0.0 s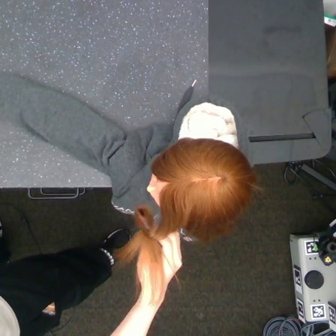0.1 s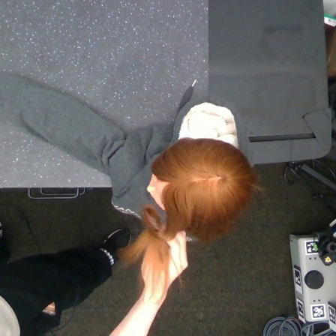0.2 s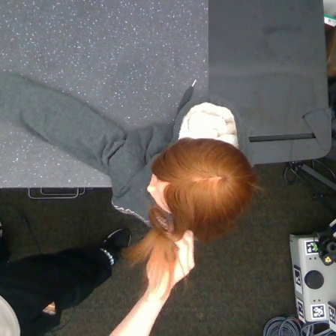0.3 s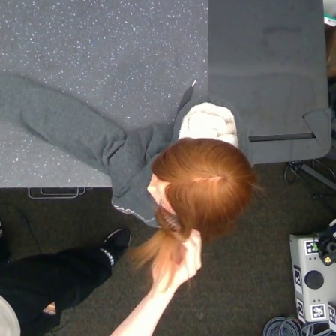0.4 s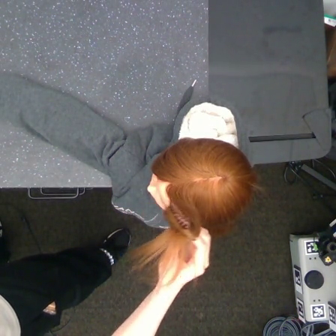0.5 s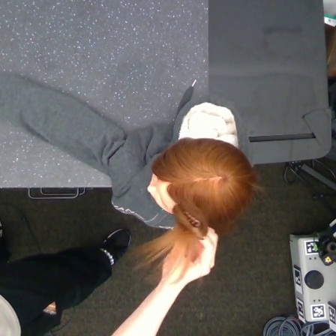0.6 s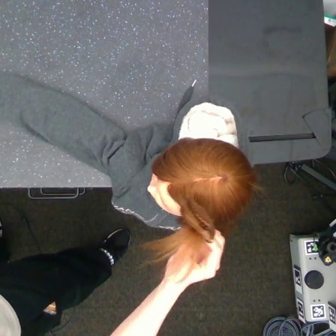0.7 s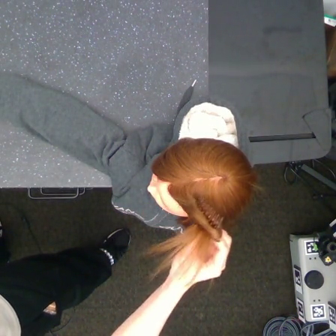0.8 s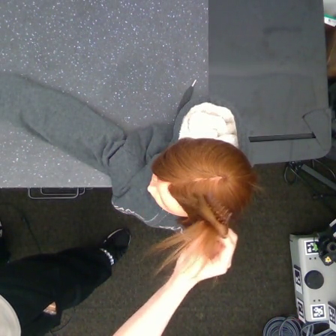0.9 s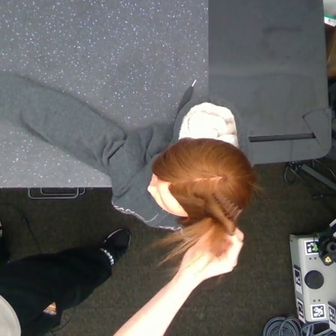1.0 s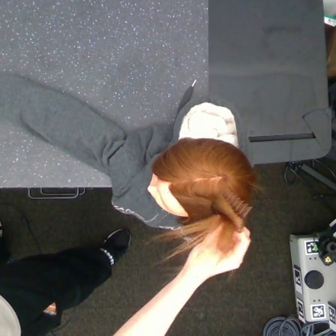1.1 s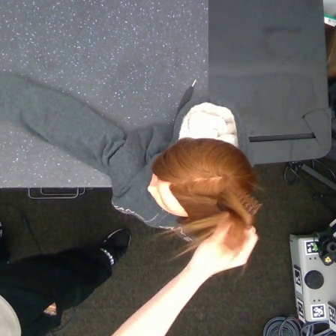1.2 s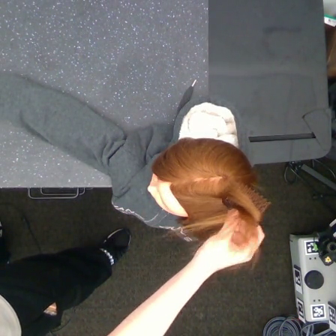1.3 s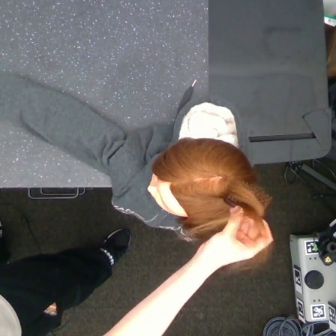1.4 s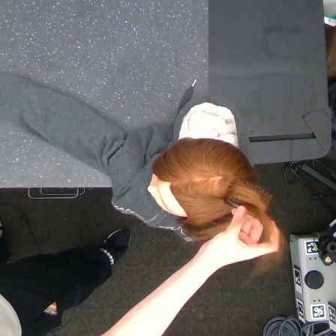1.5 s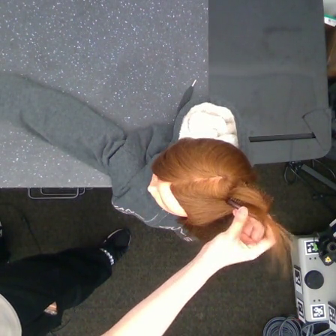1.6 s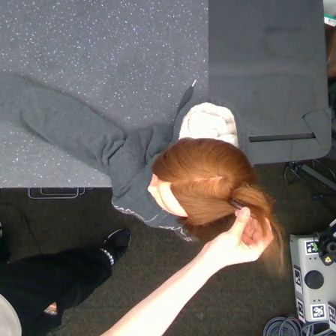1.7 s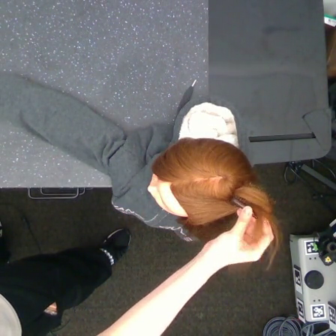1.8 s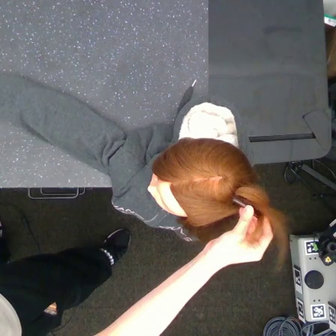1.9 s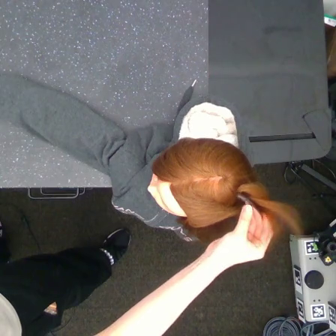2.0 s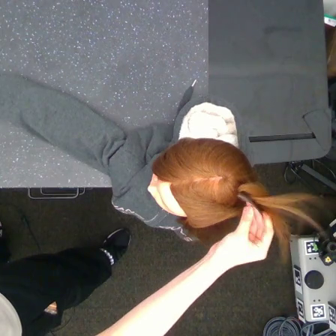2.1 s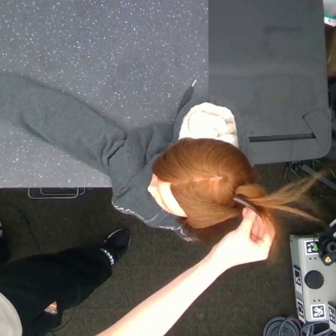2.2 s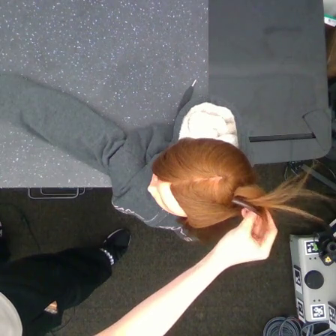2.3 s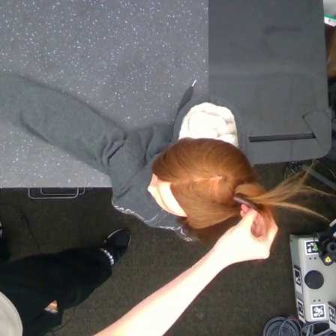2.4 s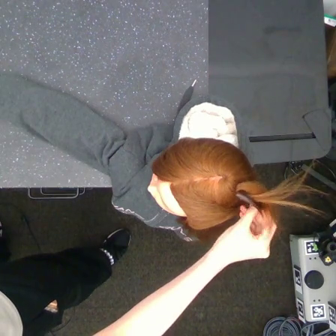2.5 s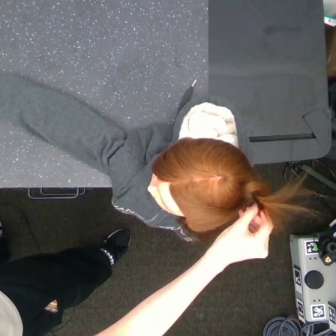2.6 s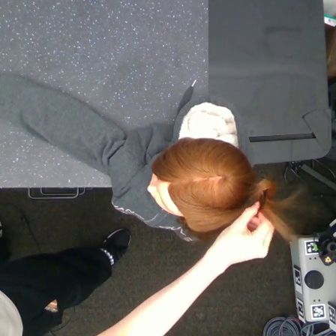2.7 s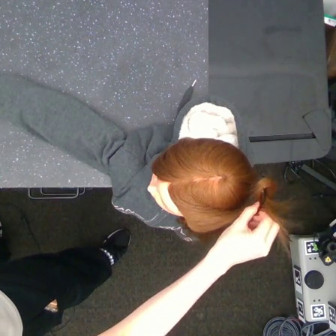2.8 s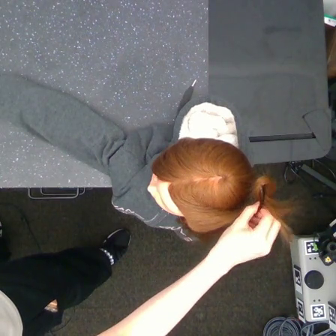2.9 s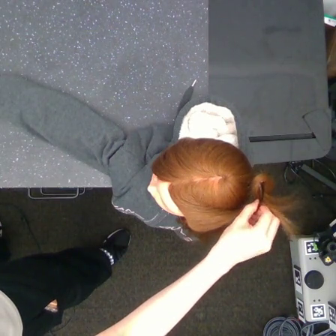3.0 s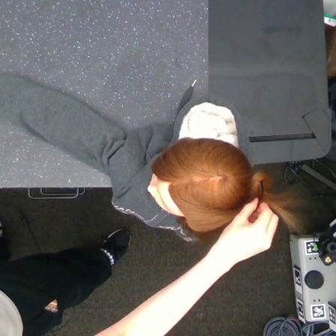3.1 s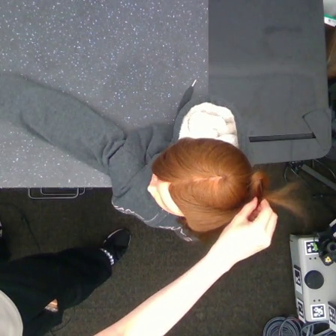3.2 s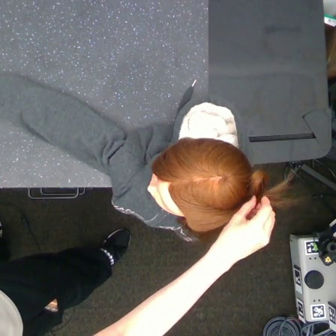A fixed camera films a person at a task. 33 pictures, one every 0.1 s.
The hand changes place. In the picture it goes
to the right.
0.0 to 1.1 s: The hand goes to the right.
1.1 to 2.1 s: The hand goes to the right.
2.1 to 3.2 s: The hand moves only a little.
Task: tidy side hair.
